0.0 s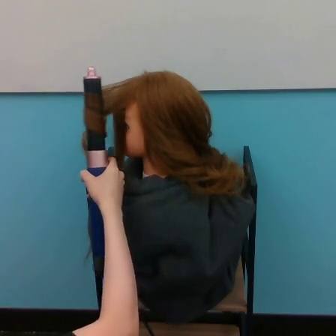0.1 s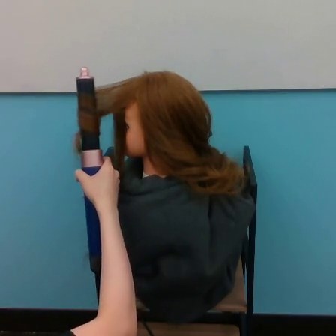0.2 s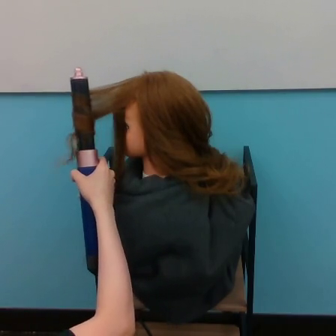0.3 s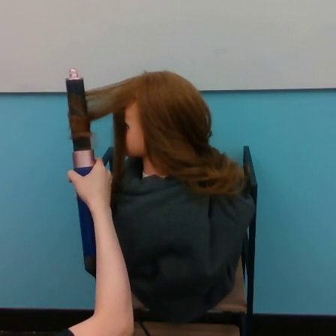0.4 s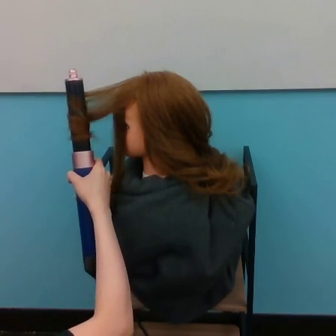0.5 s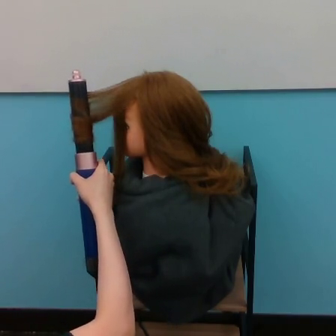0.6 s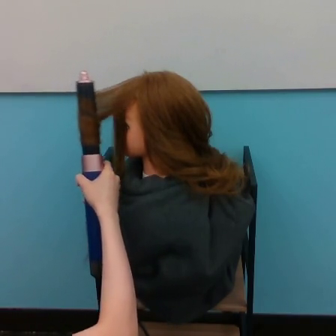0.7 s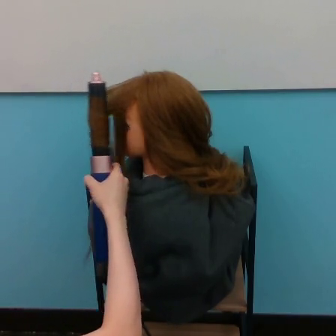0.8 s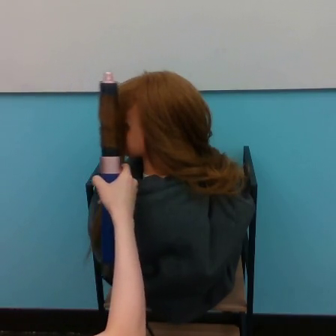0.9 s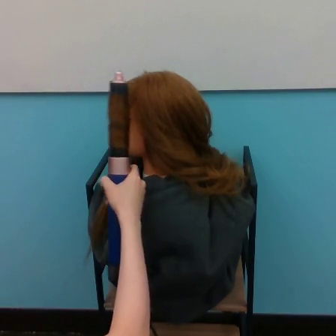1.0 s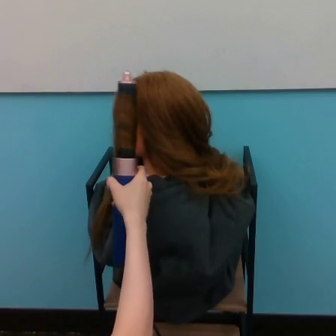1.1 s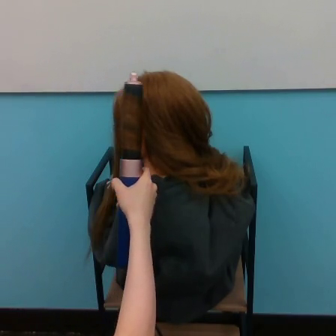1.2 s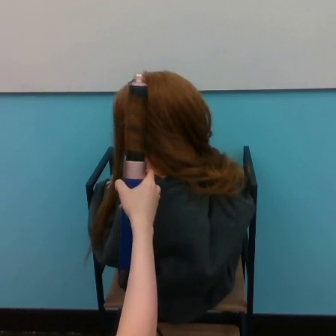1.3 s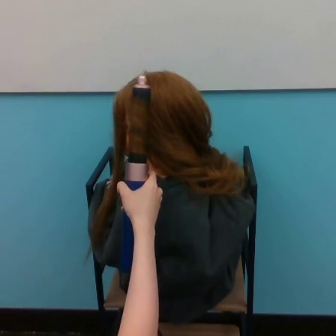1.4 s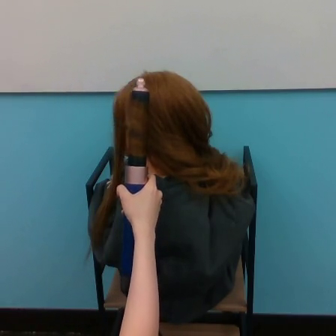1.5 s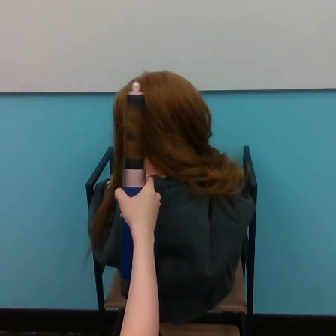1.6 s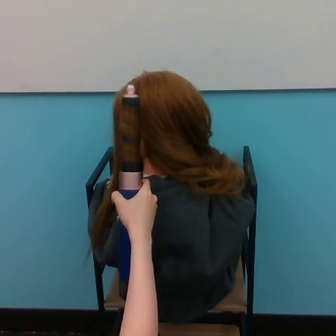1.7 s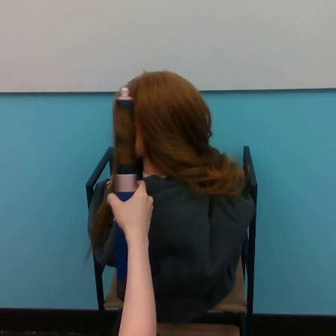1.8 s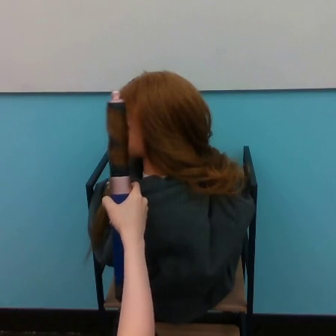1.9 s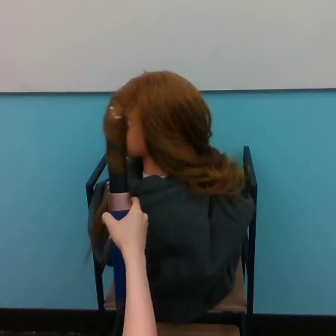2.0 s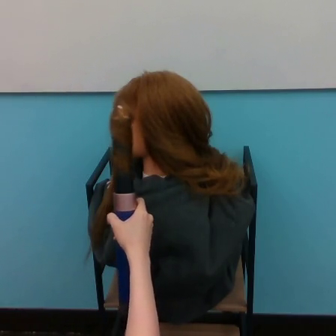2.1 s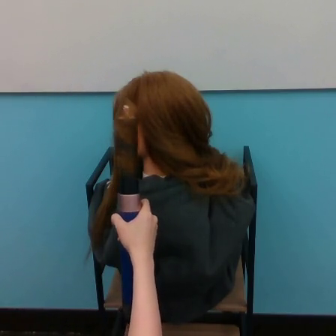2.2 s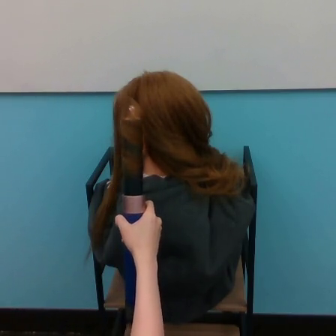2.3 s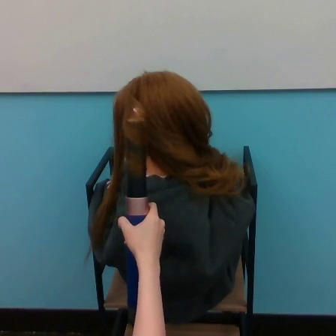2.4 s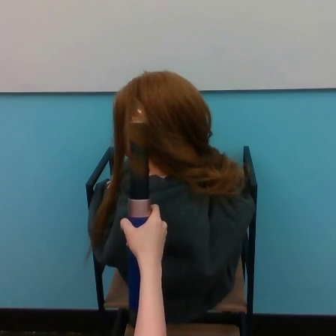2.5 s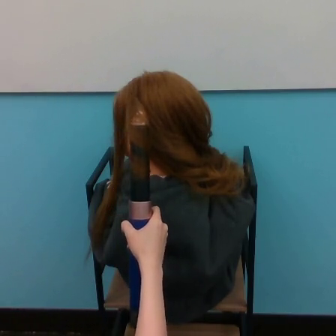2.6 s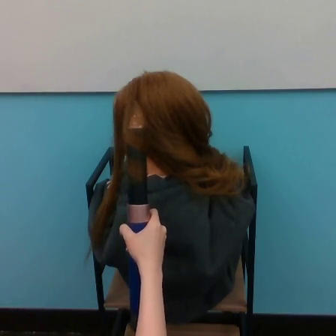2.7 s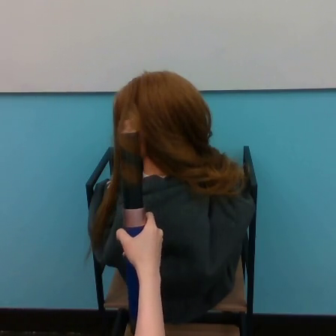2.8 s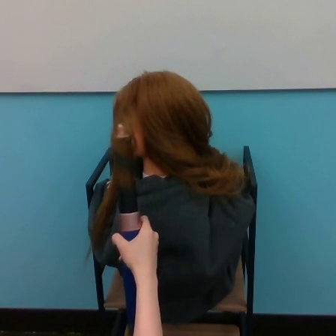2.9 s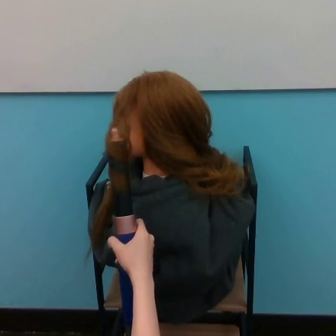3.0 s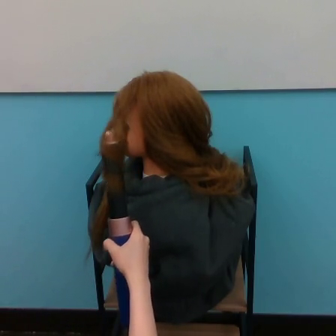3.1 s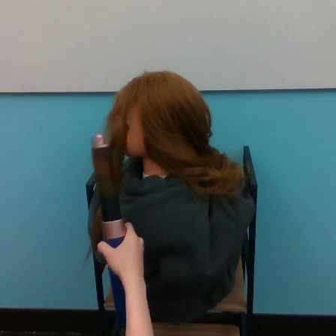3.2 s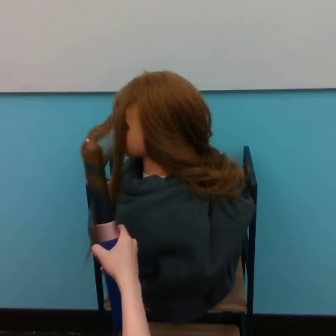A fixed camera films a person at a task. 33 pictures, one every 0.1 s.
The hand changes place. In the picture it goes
downward.
0.0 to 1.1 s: The hand goes to the right.
1.1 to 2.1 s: The hand goes downward.
2.1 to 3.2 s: The hand goes downward and to the left, on a clockwise arc.
Task: curl hair.
